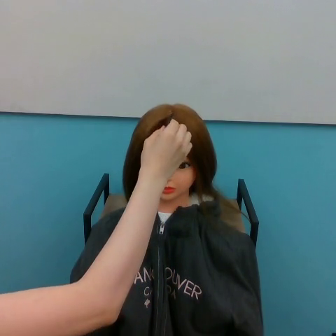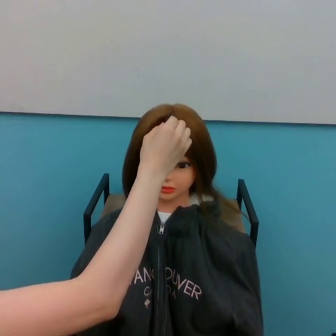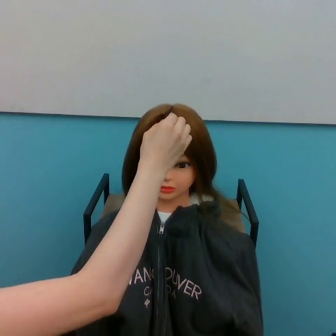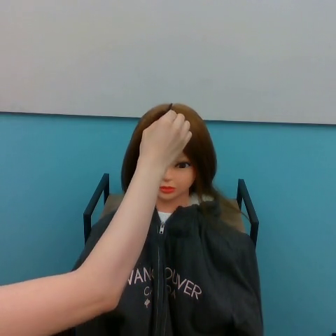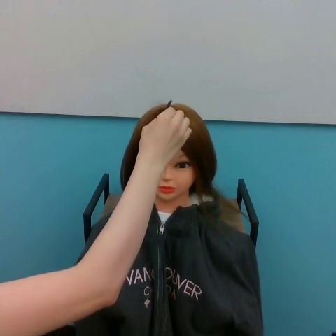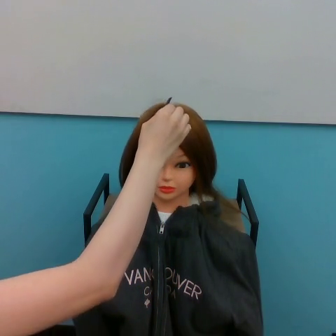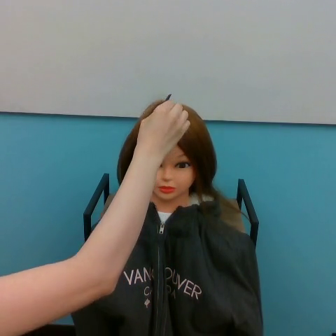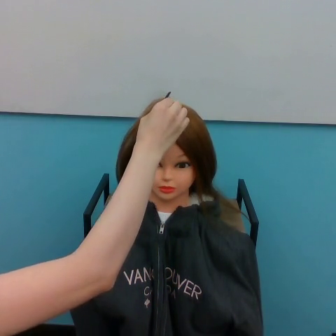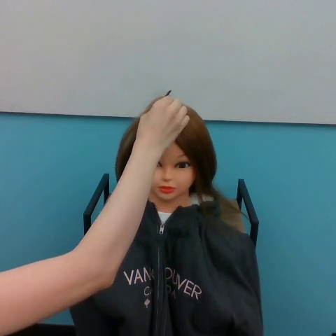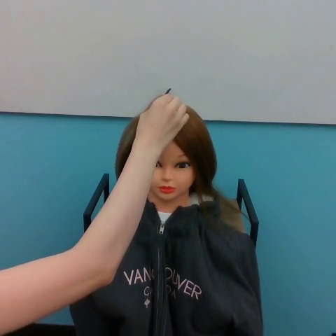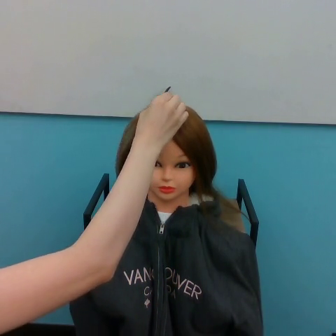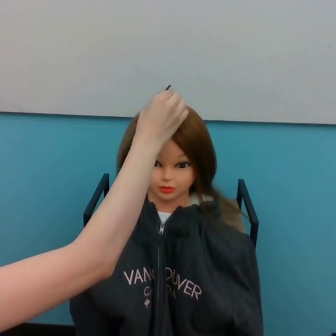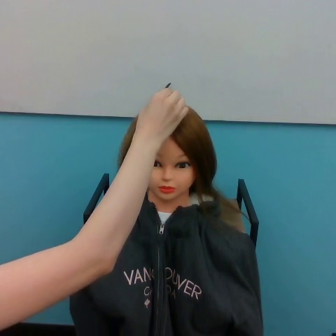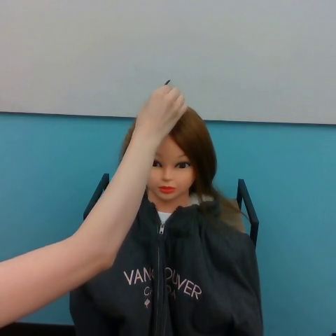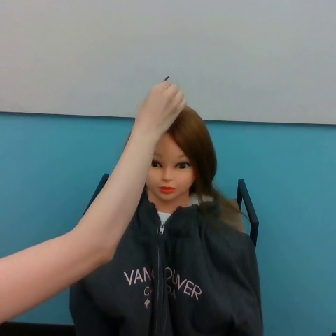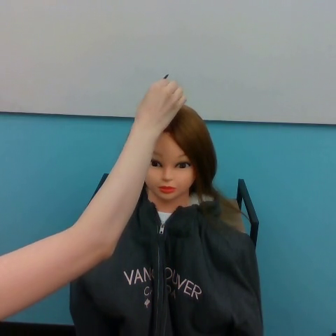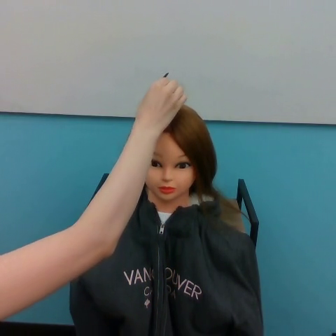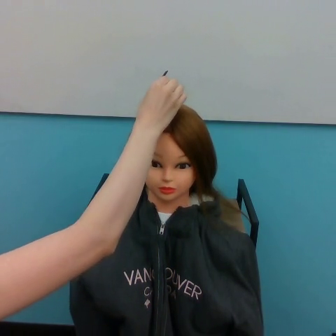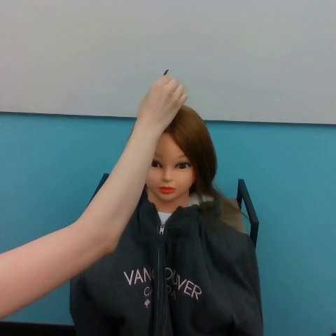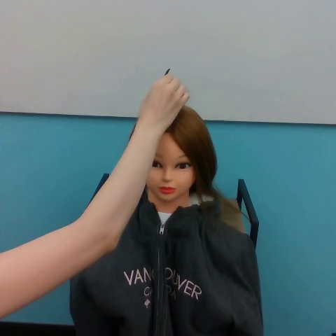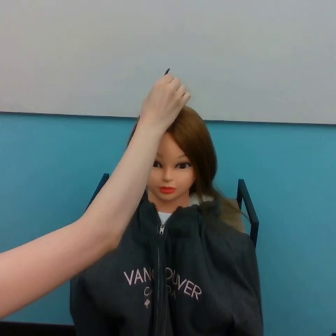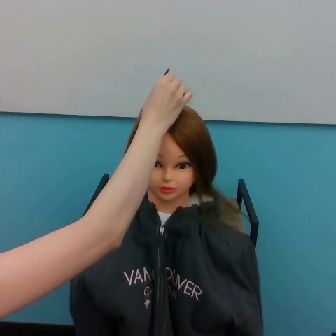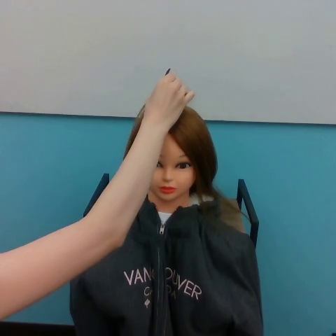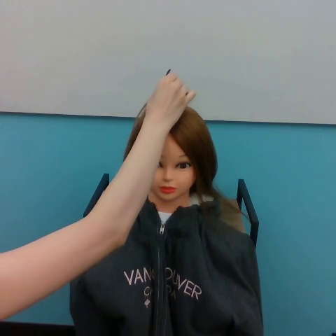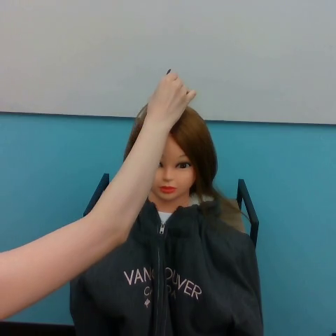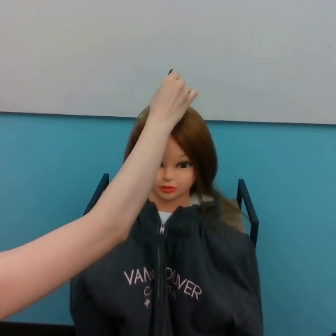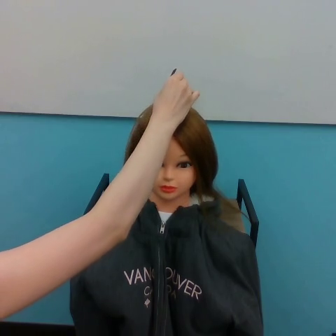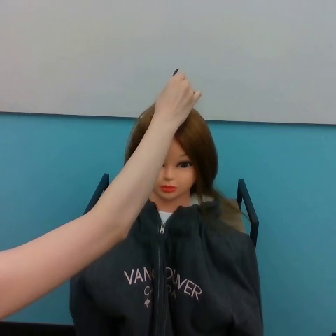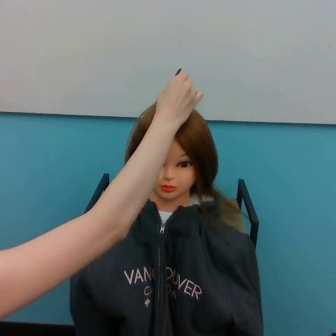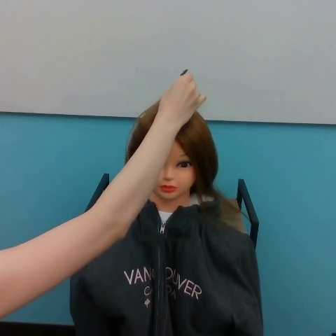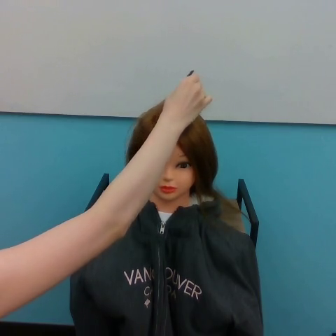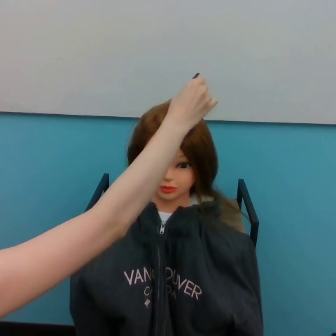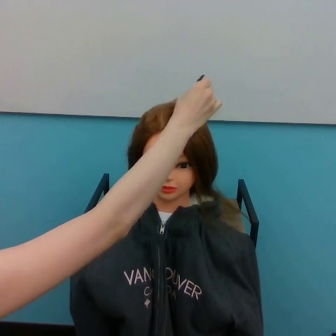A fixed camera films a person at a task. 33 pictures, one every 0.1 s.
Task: part hair.
0.0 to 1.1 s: The hand goes upward.
1.1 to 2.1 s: The hand goes upward.
2.1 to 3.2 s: The hand goes to the right.
